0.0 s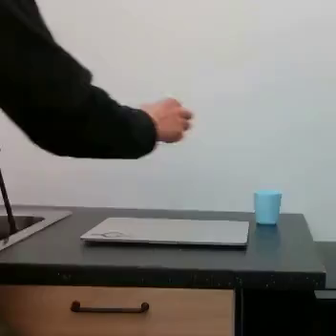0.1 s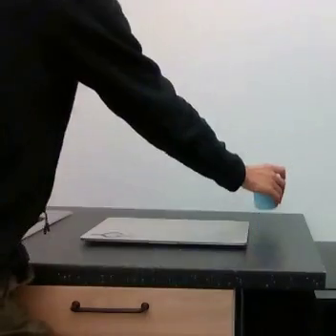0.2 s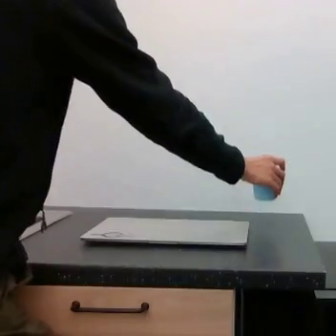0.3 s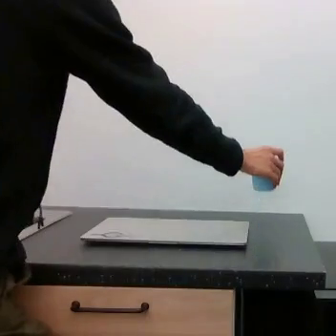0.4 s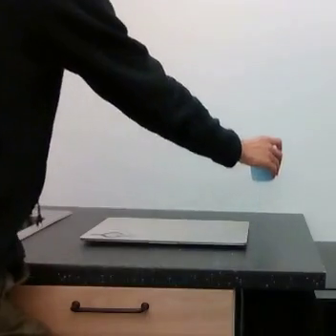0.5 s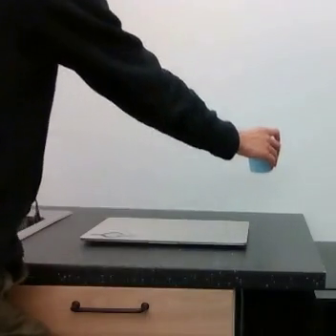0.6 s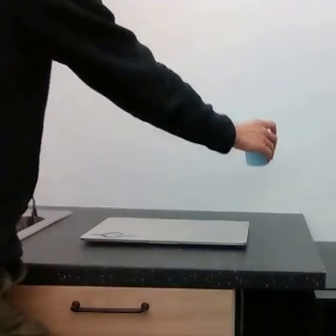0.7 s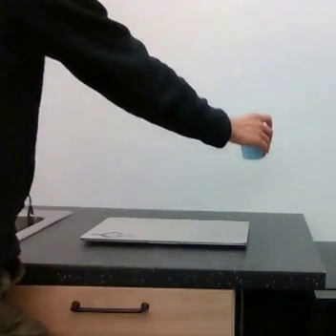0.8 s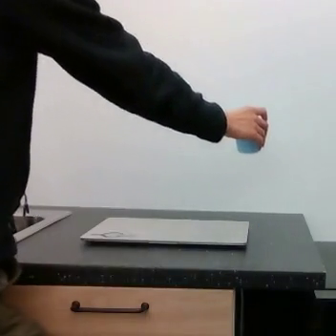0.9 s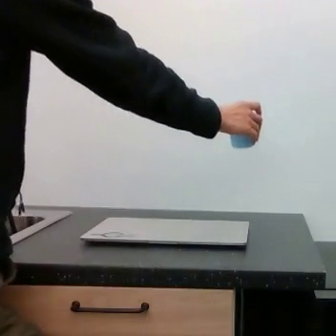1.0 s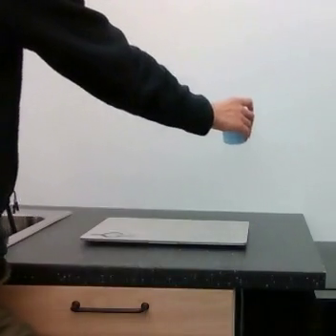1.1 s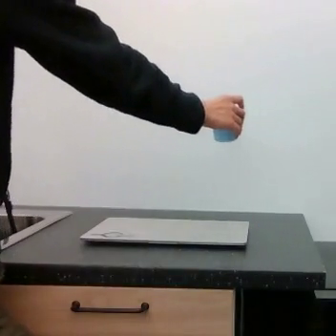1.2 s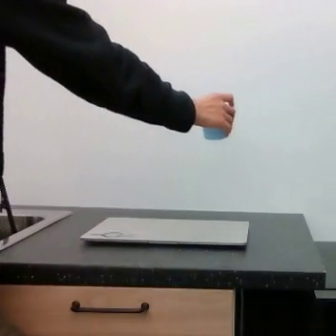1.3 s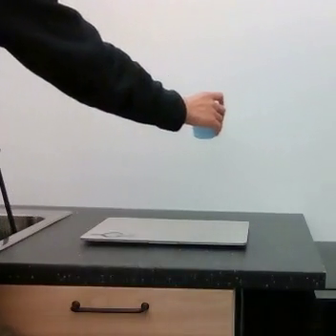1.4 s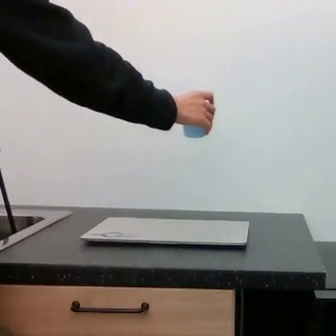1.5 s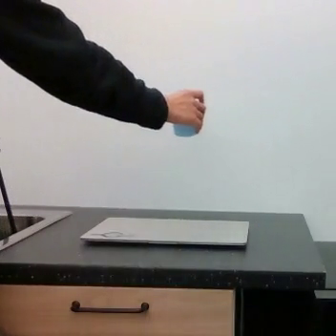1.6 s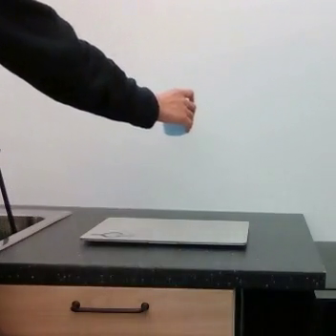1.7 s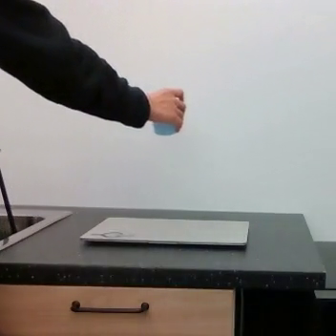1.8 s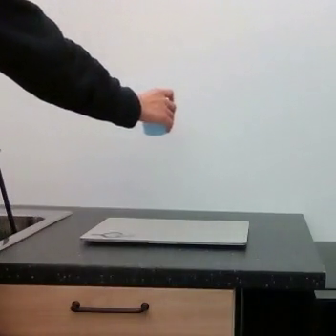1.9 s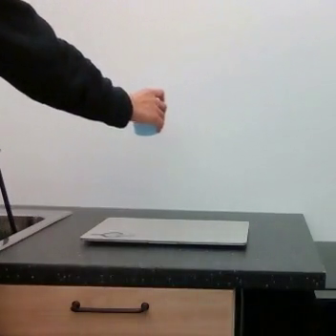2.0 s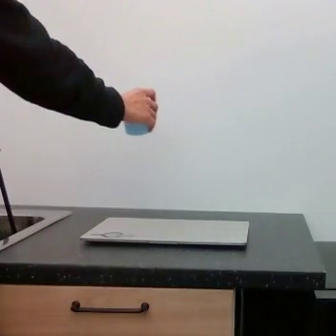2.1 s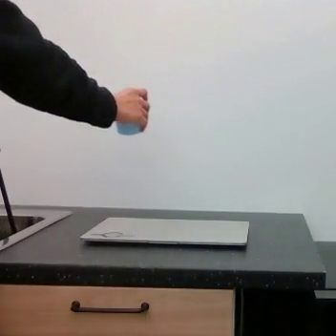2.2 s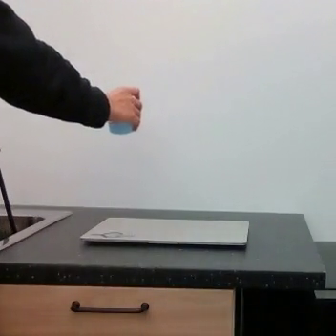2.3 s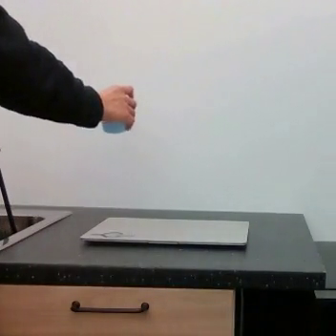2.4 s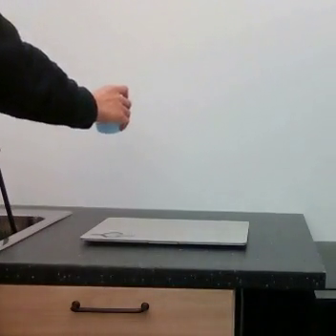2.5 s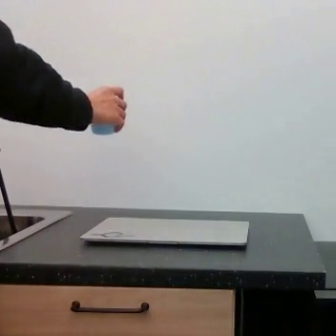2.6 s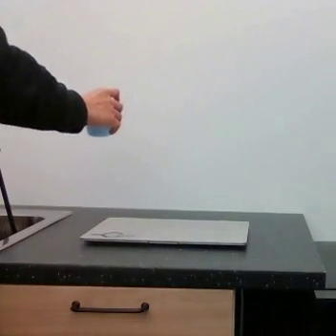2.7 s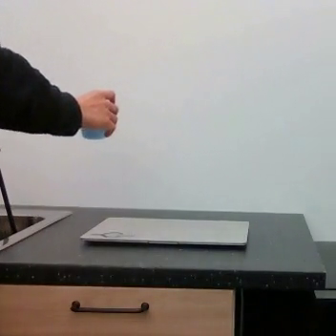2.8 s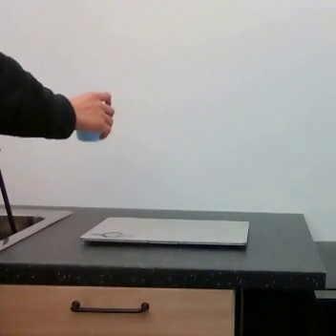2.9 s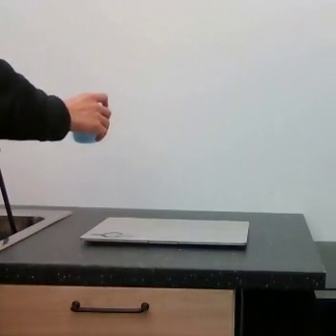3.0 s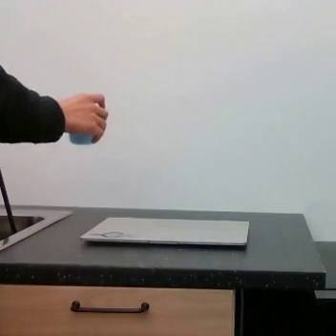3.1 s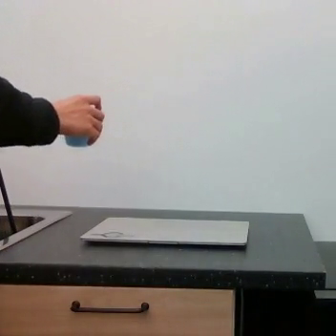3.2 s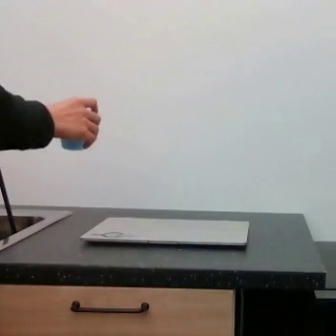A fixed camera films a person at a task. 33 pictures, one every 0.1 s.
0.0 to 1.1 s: The hand goes to the right and downward, then upward and to the left.
1.1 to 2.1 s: The hand goes to the left.
2.1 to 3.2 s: The hand goes to the left.
Task: pick up the cup and place it to the lower left of the laptop.
